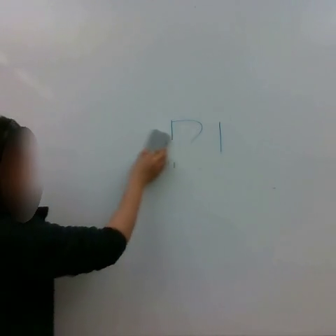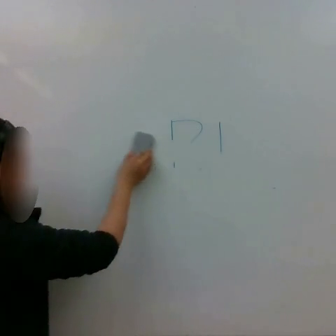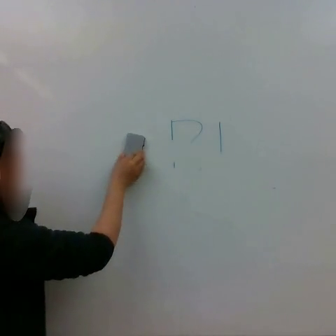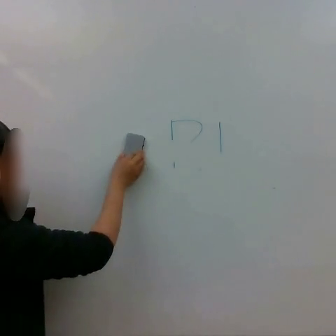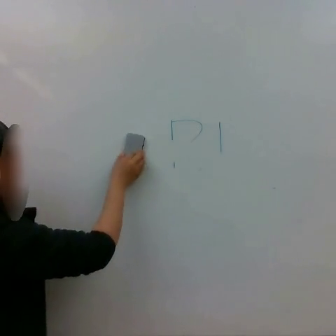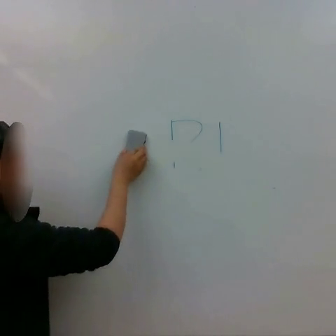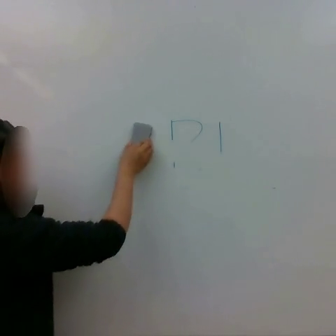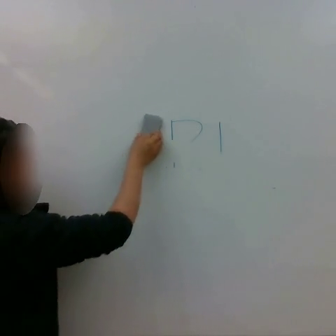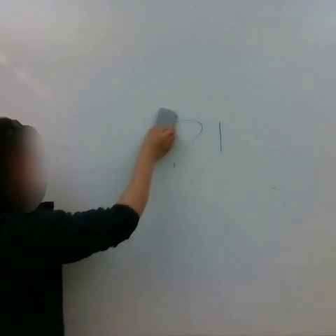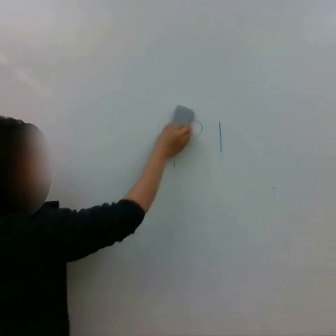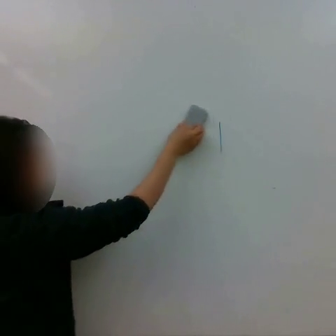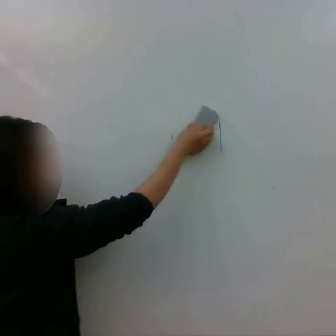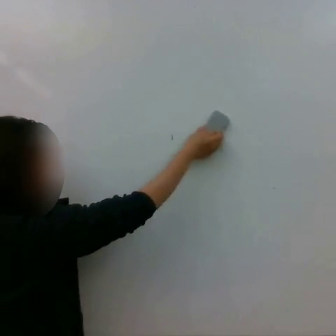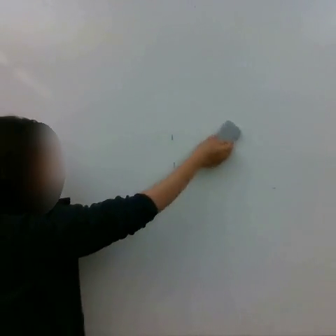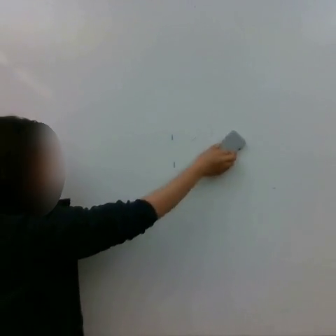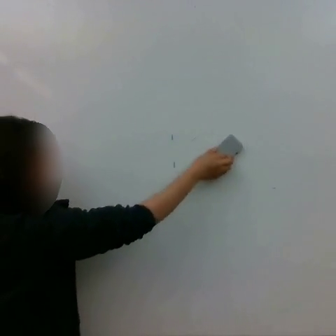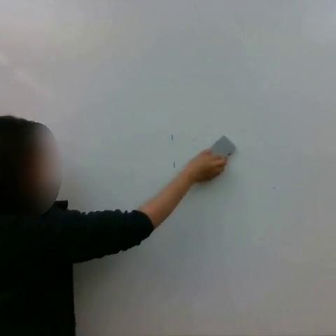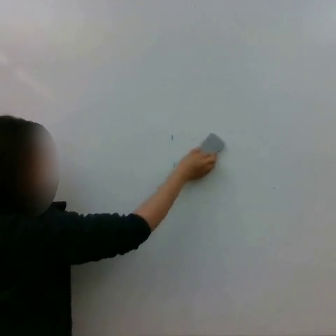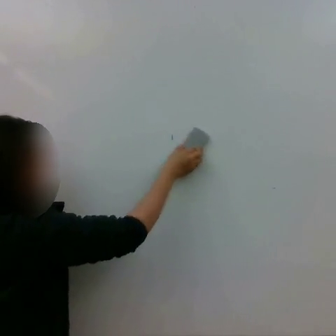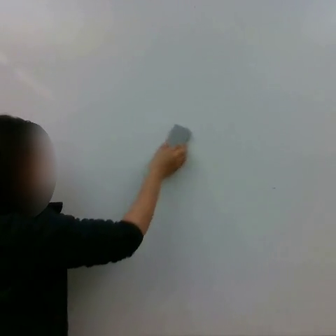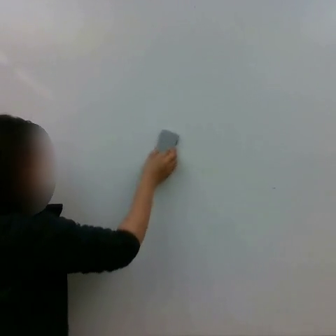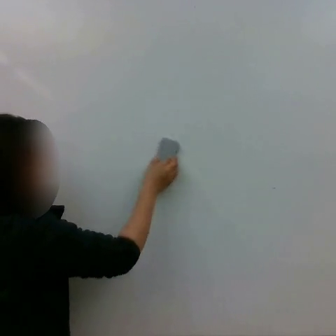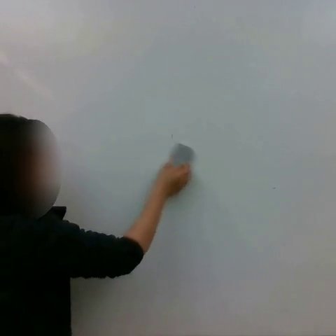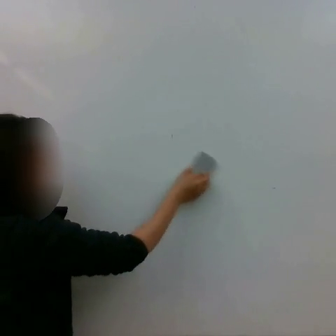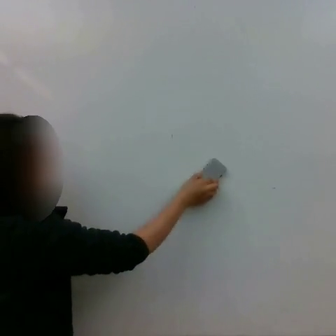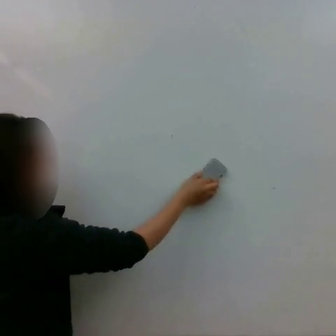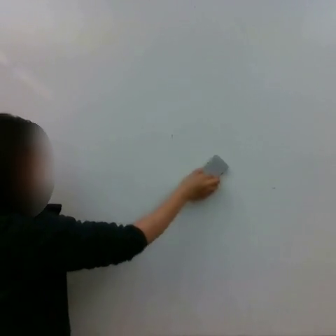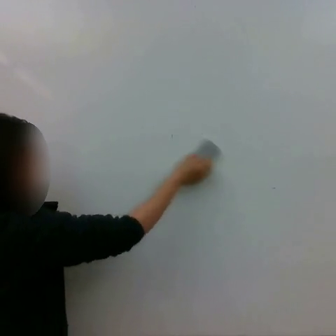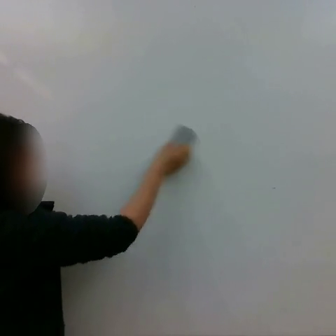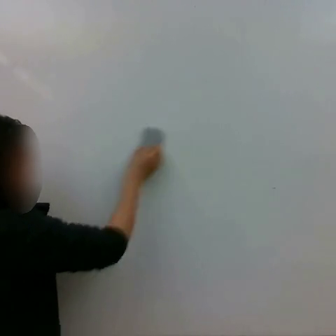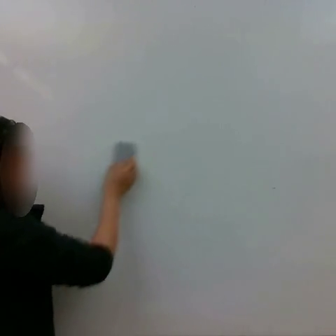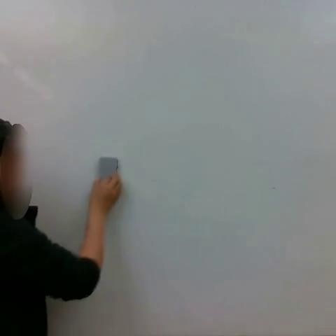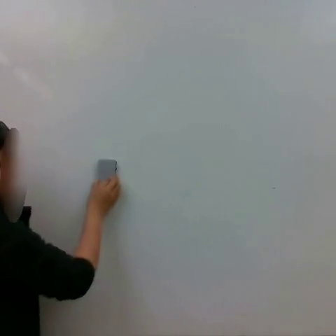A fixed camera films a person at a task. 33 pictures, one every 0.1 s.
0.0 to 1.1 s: The hand goes to the right and upward.
1.1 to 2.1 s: The hand goes to the left and downward.
2.1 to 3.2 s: The hand goes to the left, on a counterclockwise arc.
Task: erase whiteboard.
